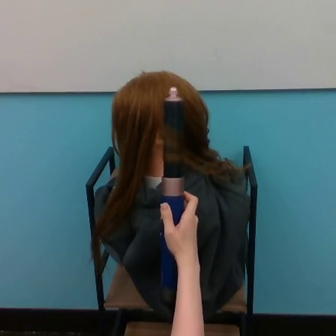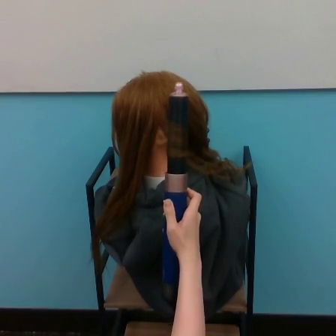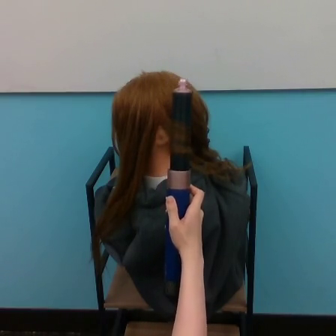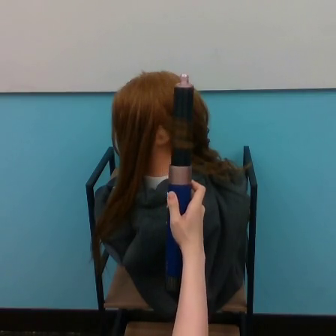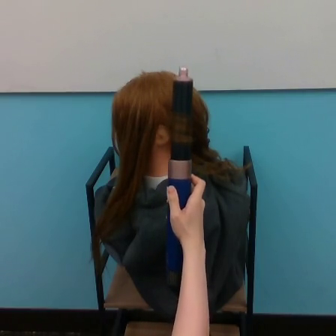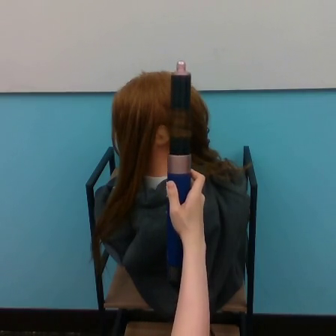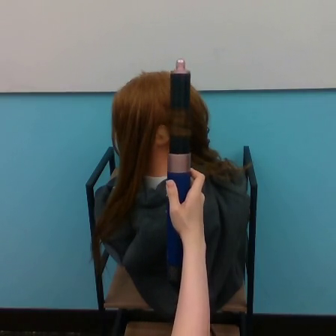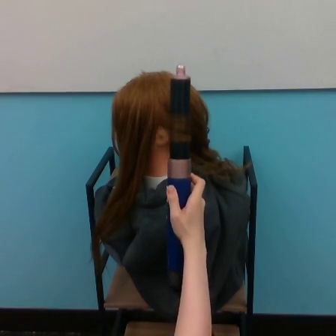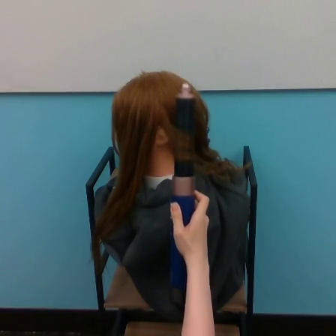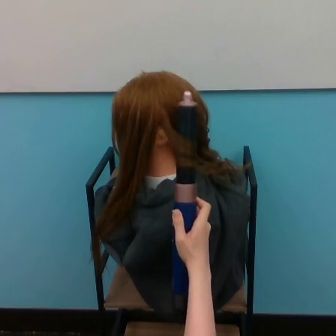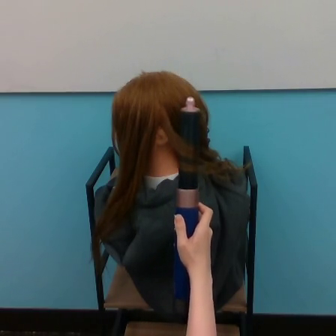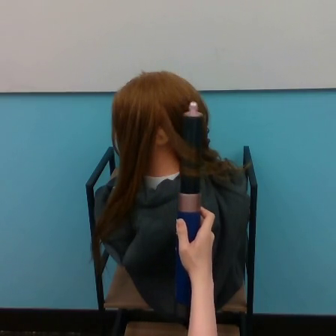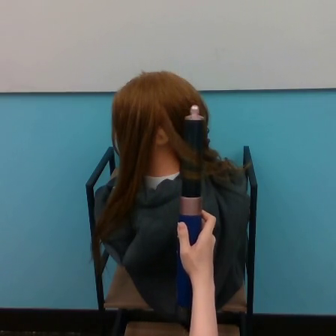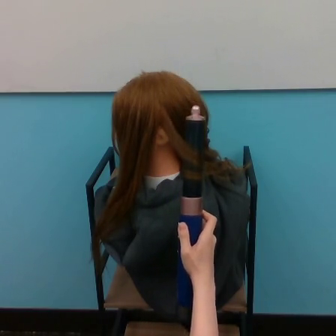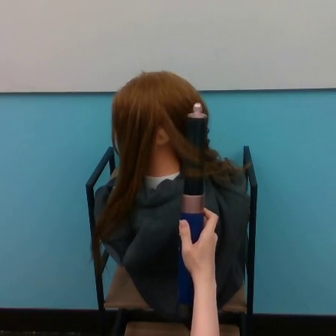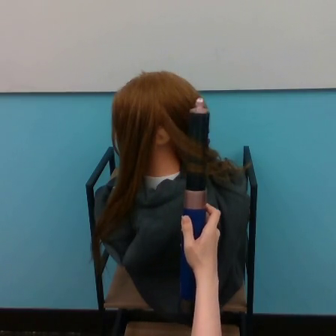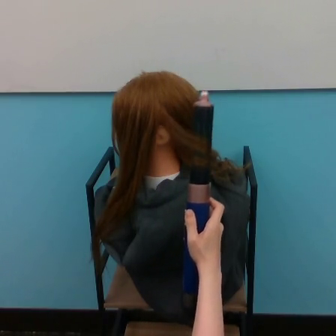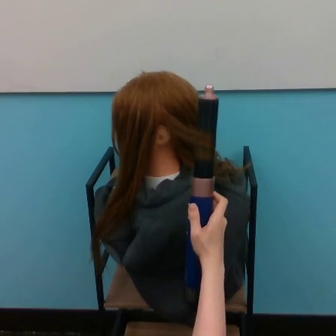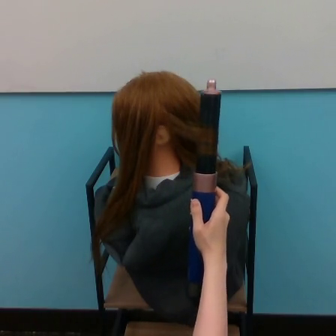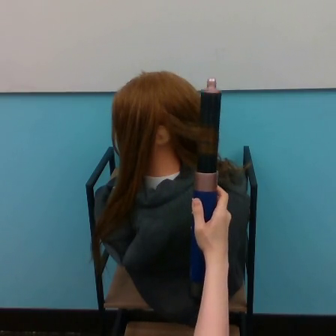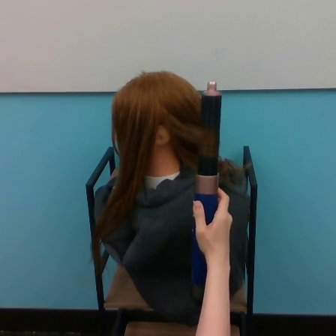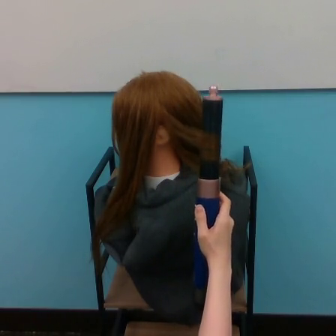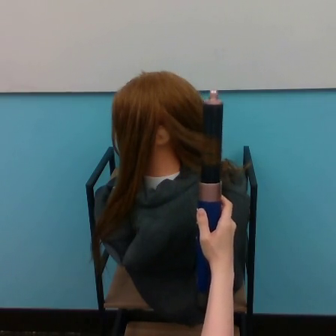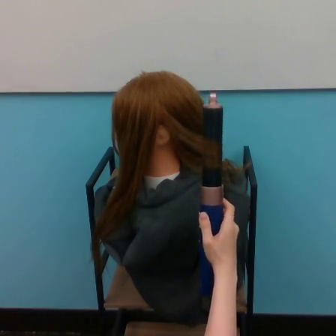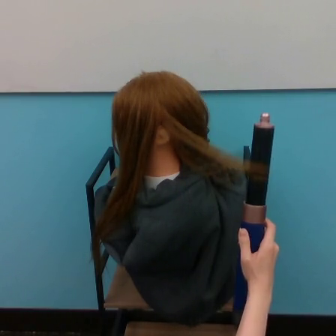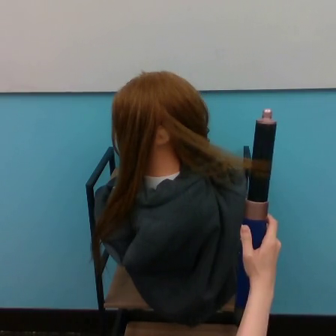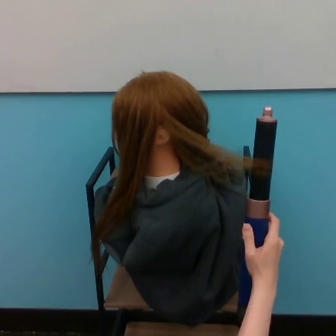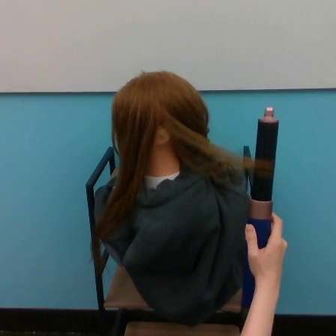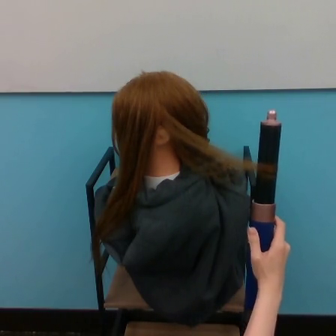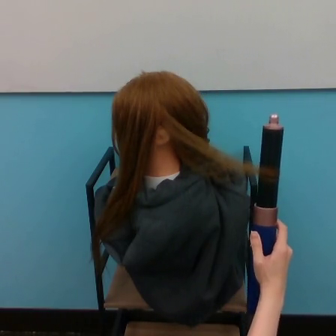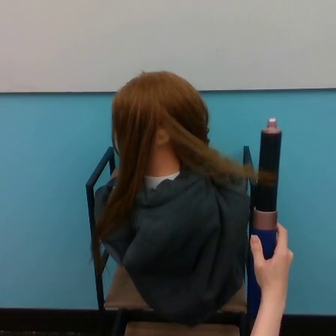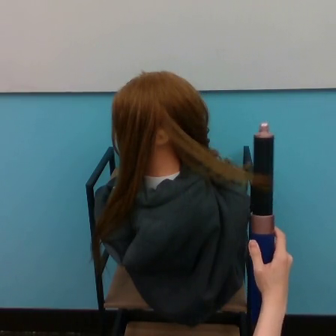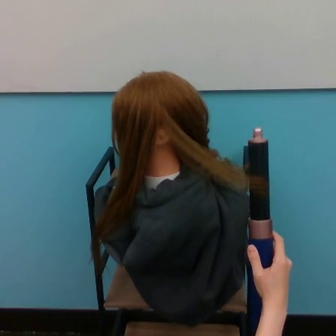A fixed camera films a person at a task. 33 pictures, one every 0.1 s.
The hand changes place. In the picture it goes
to the right.
0.0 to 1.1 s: The hand goes downward and to the right.
1.1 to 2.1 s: The hand goes upward and to the right.
2.1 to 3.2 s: The hand goes to the right and downward.
Task: curl hair.
